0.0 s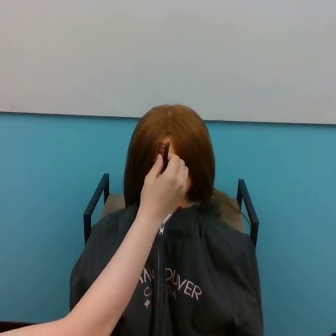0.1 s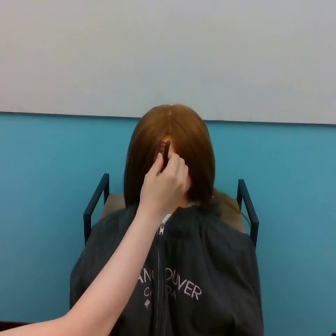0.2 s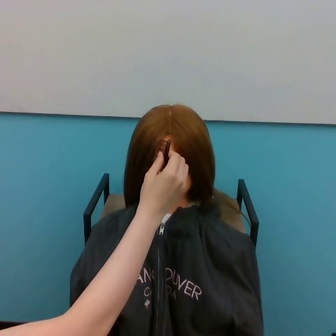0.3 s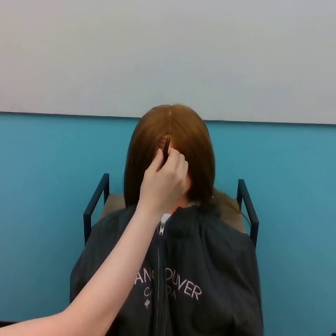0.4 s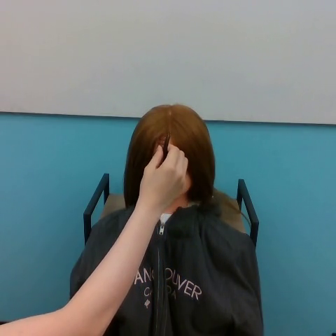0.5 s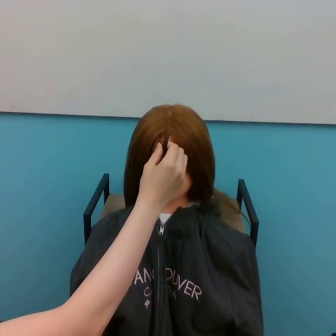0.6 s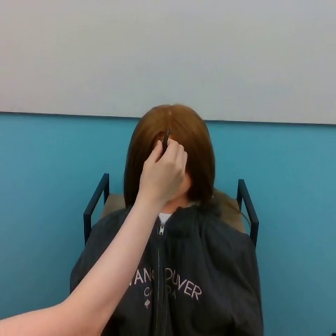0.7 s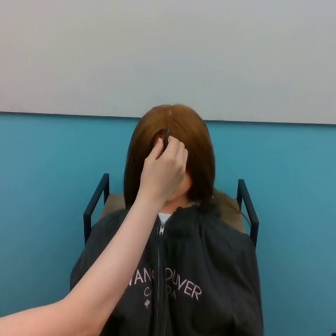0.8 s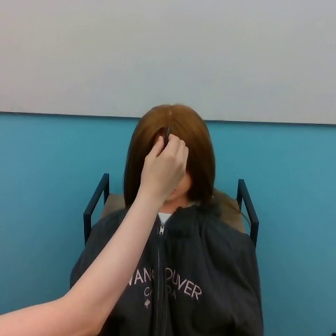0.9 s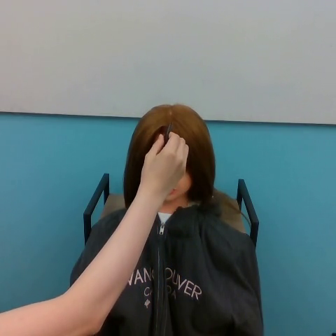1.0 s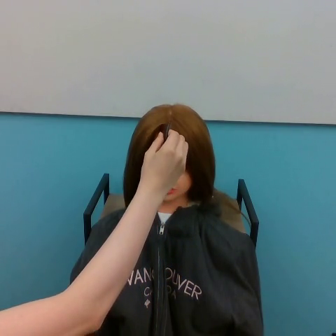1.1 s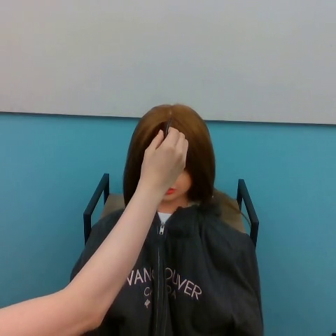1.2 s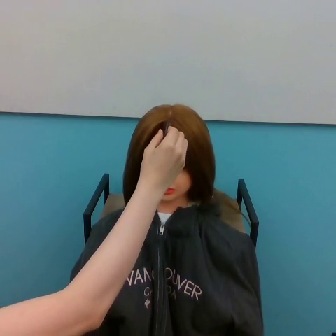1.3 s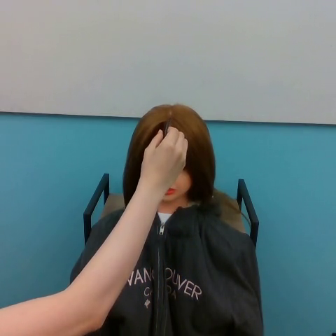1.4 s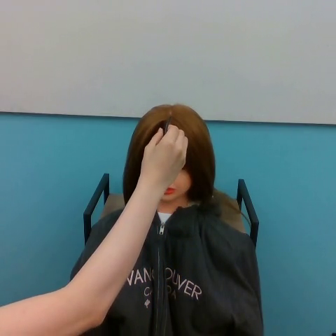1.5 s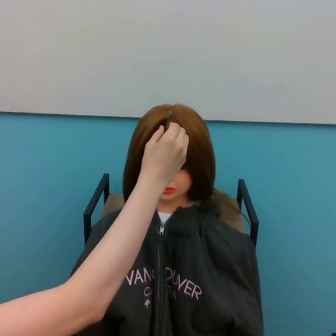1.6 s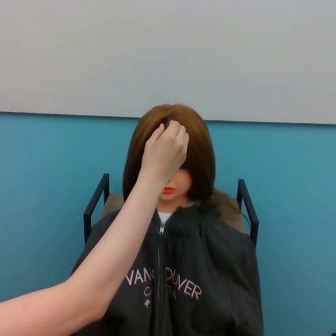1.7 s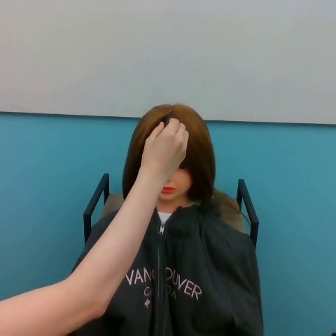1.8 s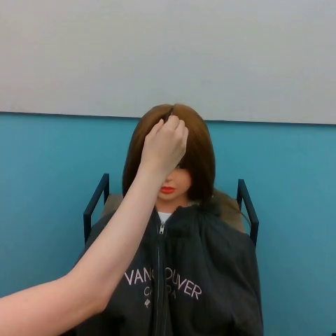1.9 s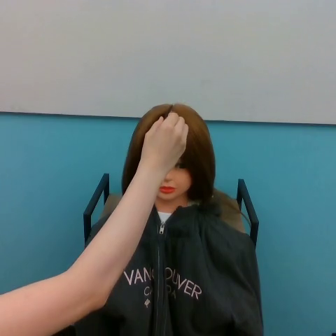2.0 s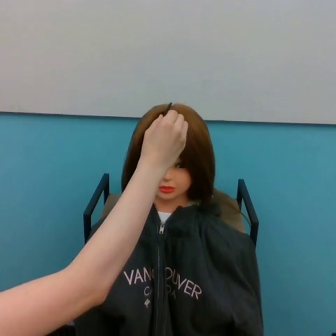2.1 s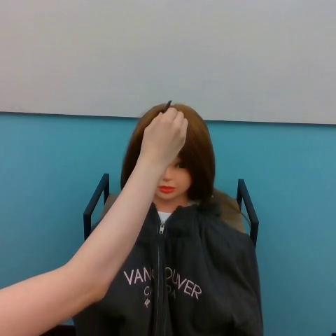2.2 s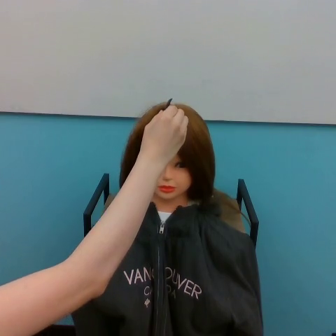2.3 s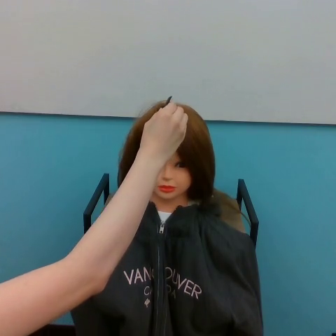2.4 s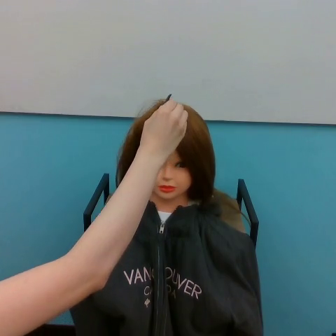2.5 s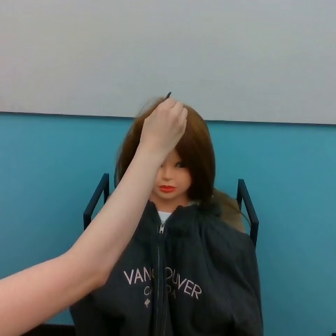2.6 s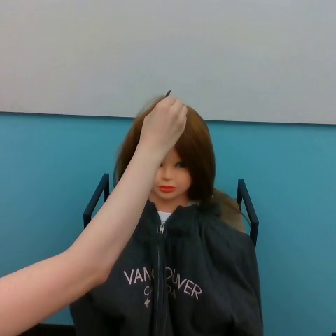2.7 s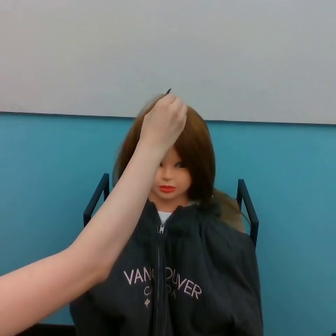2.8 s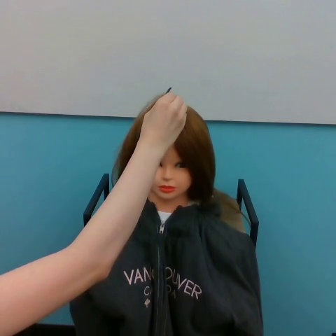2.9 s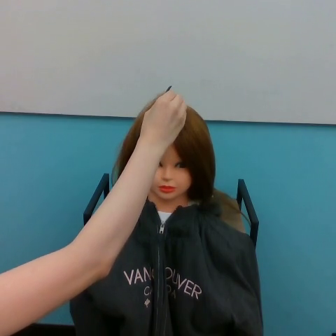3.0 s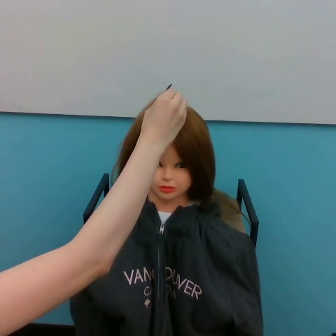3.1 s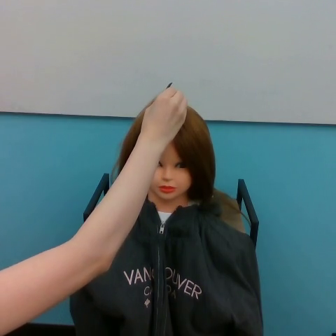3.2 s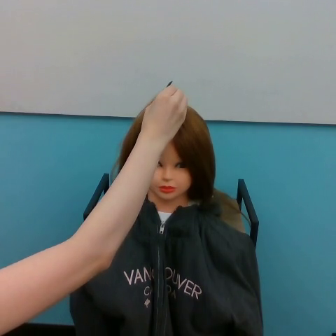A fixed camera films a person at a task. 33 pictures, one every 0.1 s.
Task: part hair.
0.0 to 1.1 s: The hand goes upward.
1.1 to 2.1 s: The hand goes upward.
2.1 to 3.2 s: The hand goes upward.
